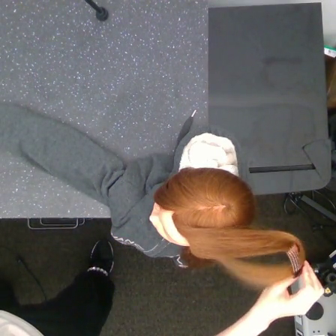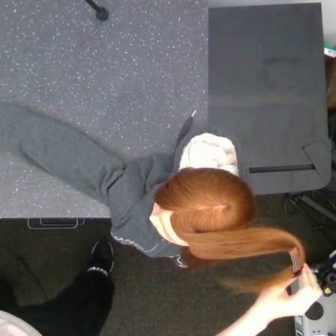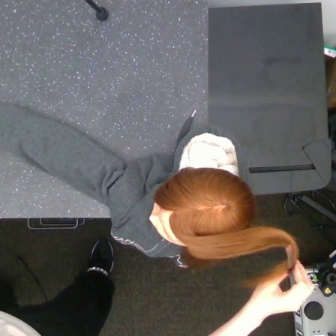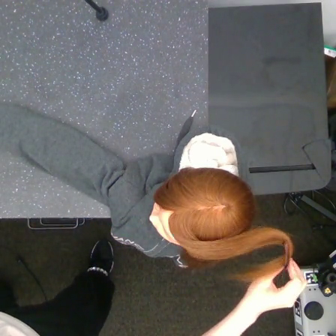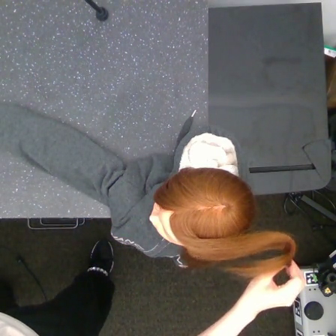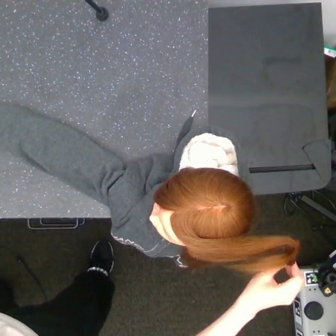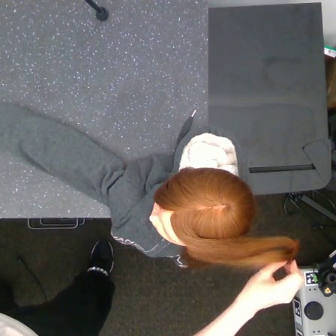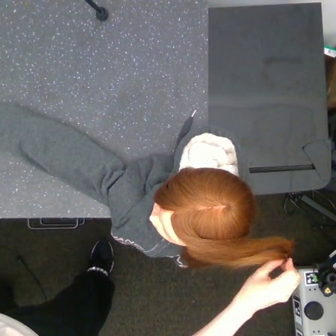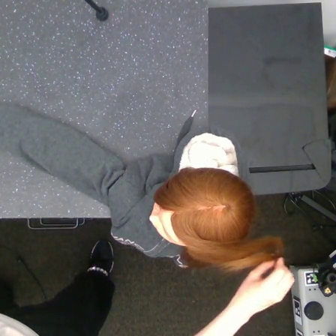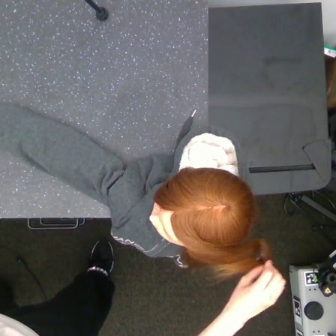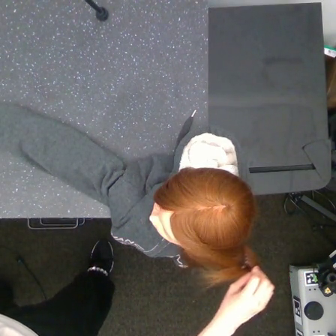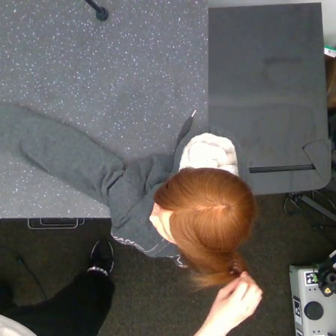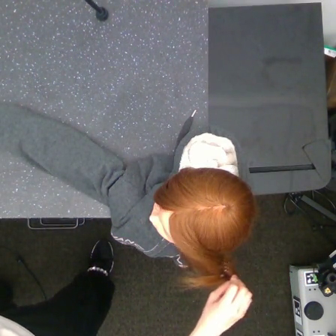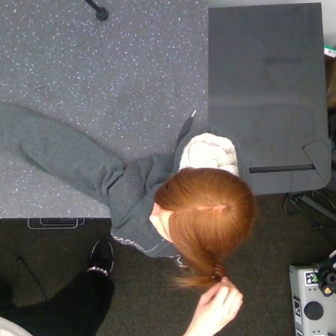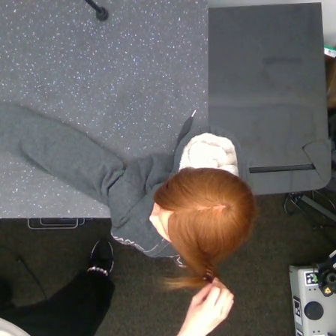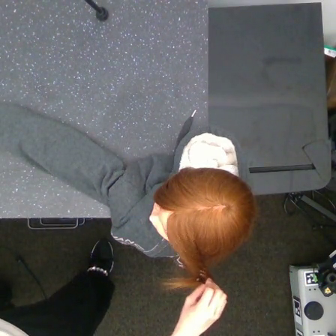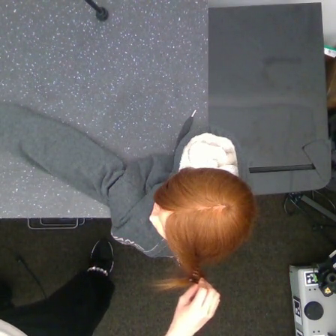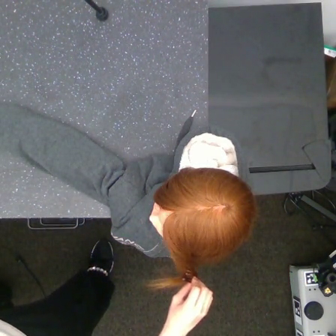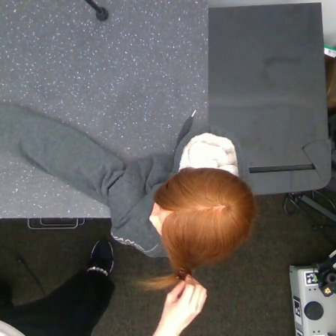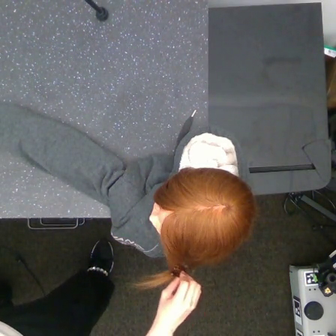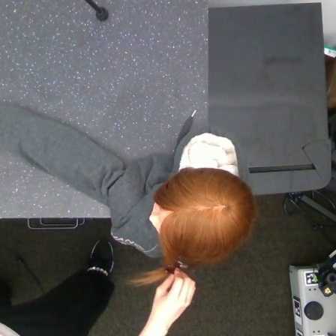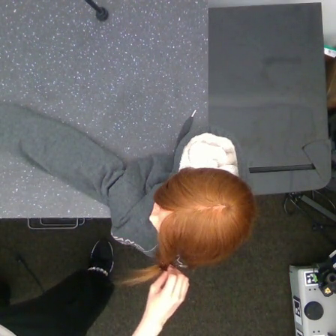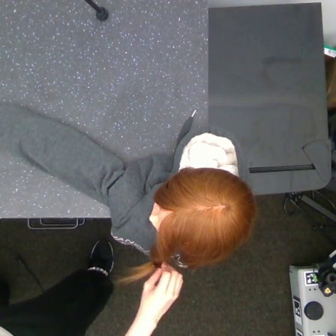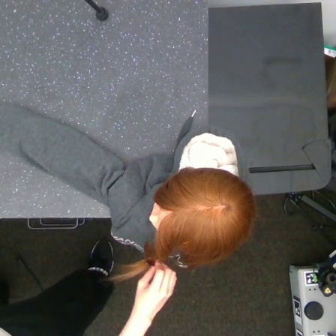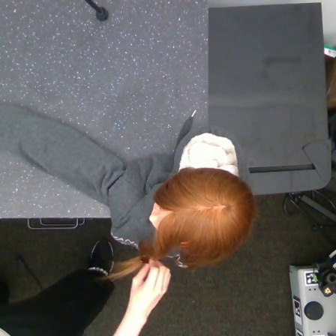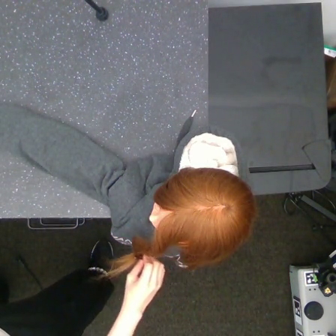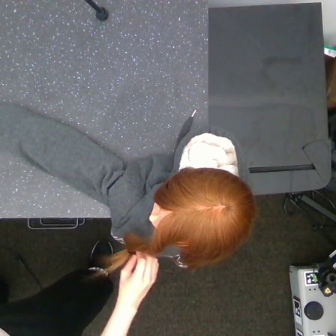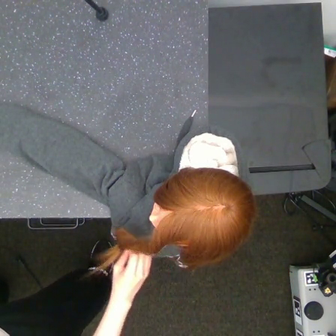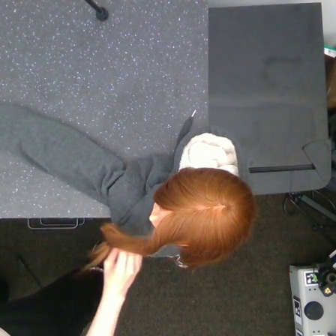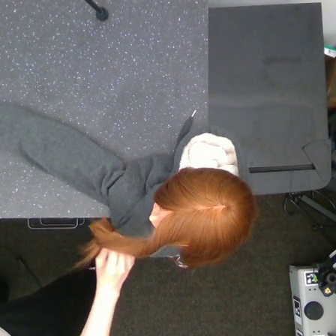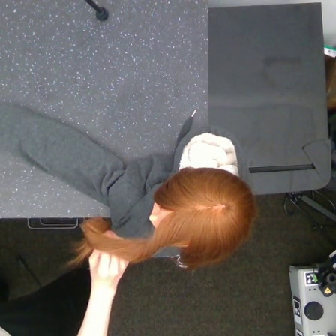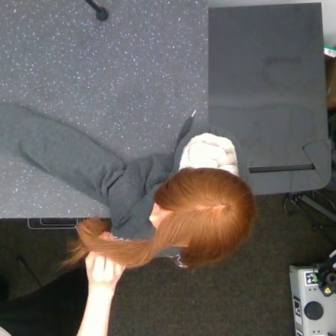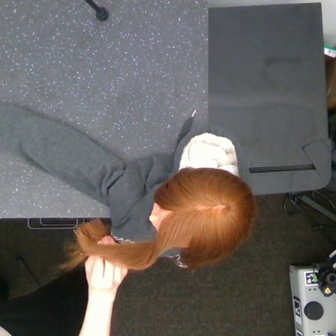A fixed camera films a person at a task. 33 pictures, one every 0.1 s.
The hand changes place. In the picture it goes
to the left.
0.0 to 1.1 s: The hand goes to the left.
1.1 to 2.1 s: The hand goes to the left.
2.1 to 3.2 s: The hand goes to the left.
Task: tidy side hair.
